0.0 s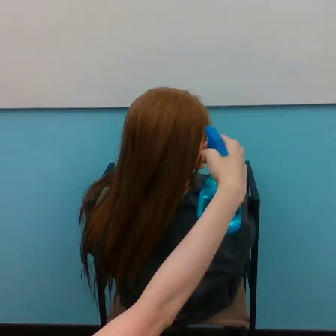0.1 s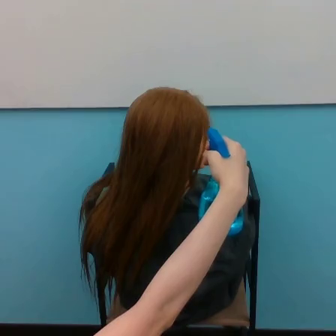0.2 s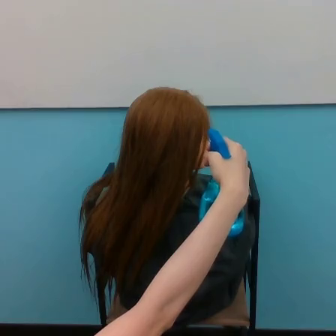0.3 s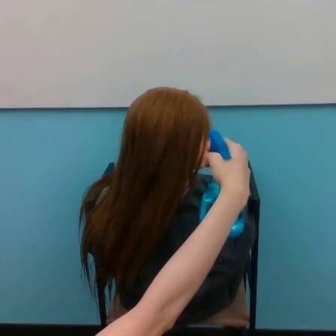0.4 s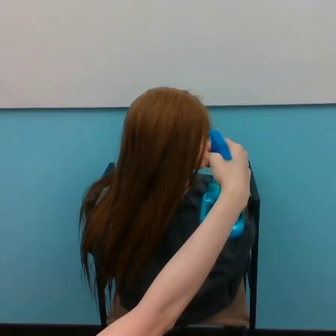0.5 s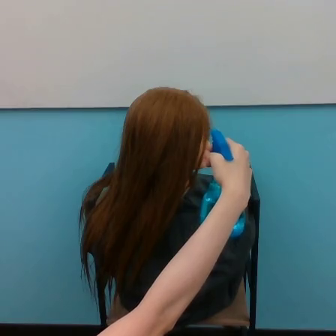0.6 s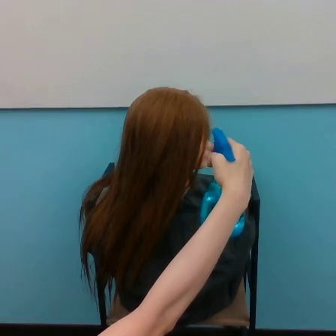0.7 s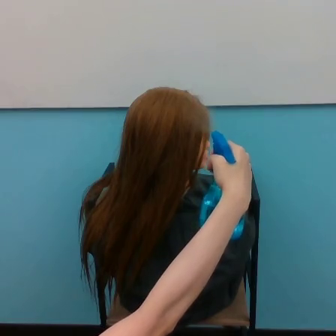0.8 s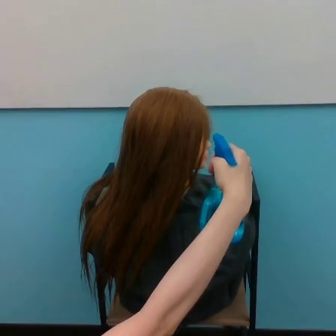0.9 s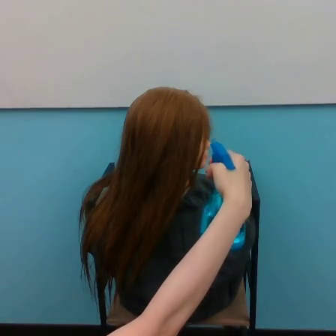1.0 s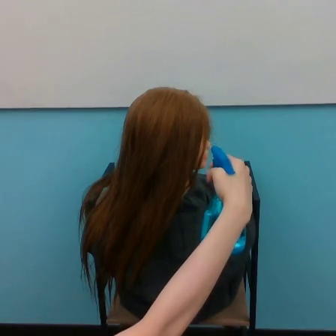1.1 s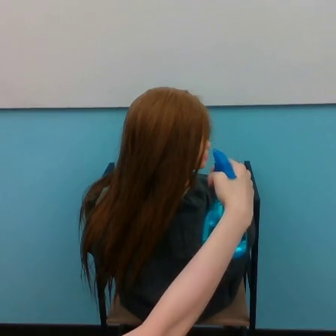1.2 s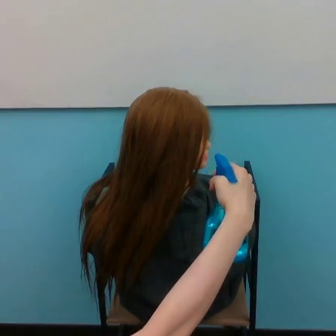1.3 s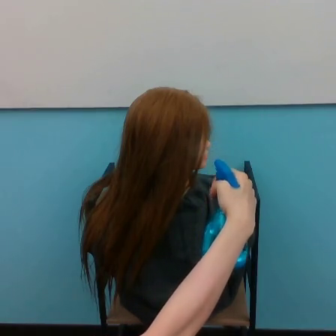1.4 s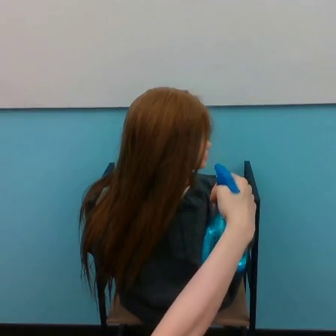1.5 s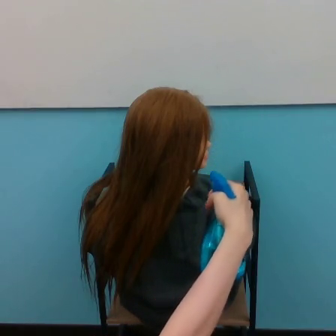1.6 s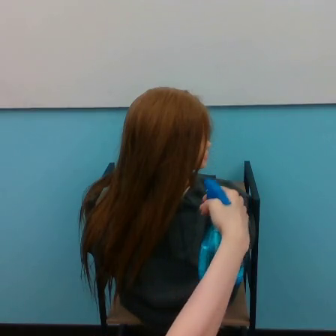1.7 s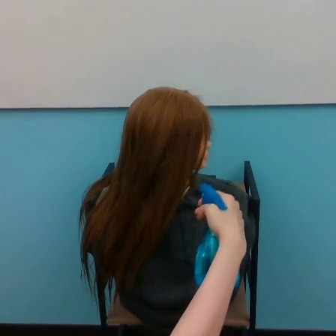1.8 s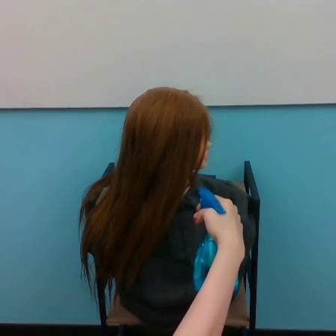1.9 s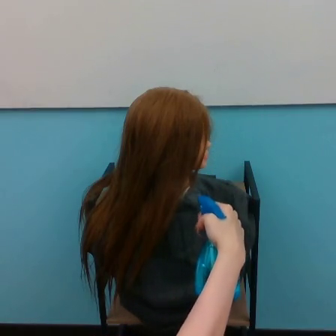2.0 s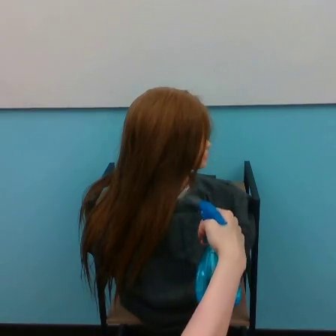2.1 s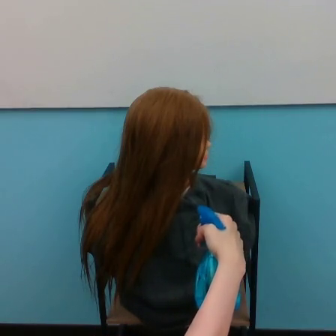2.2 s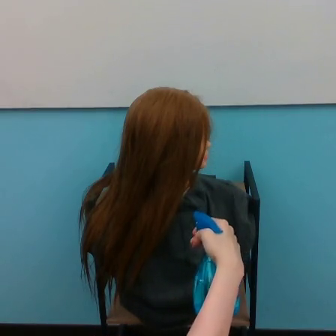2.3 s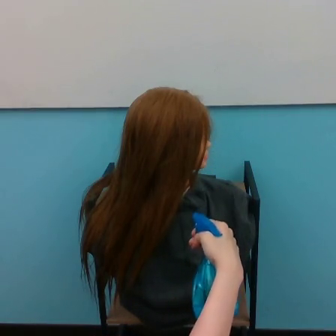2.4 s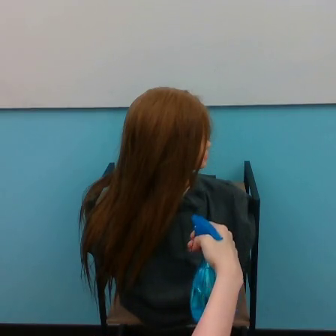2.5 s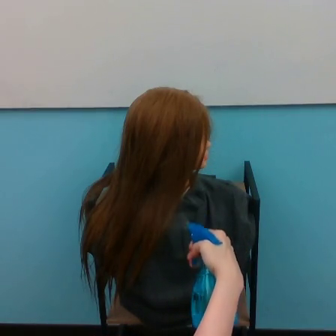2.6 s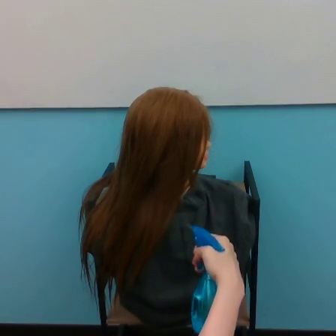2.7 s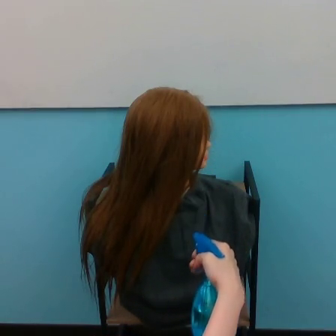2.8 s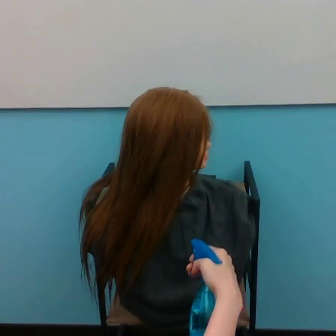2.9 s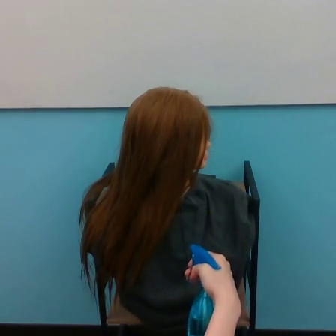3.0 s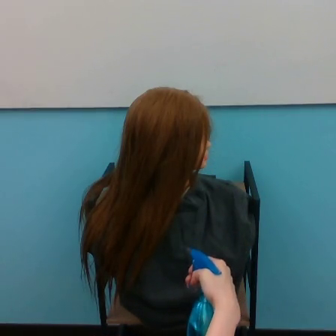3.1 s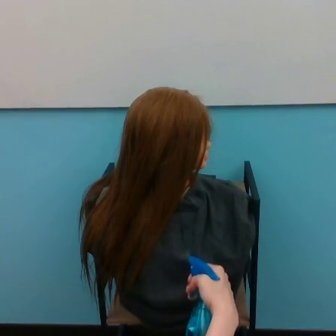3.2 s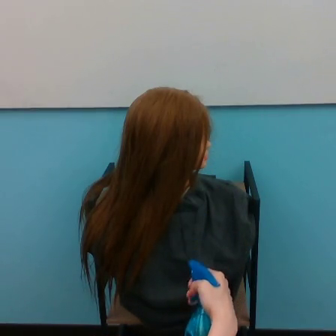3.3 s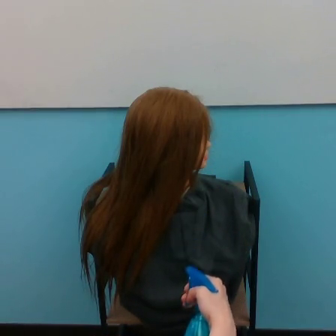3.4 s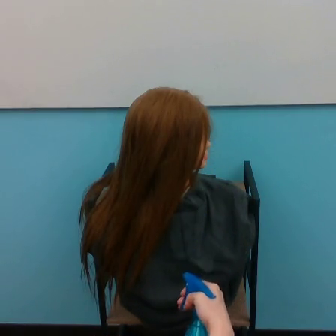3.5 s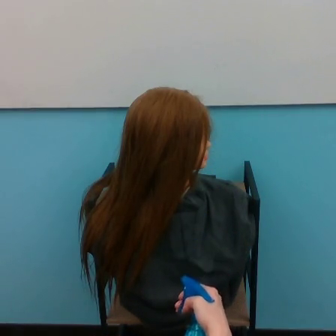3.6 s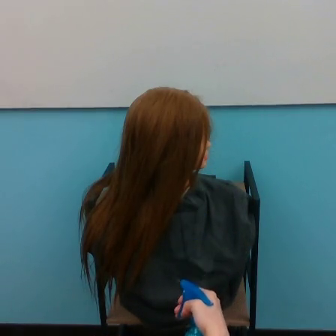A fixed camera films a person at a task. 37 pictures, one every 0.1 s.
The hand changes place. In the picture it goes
downward.
0.0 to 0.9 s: The hand goes downward.
0.9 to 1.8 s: The hand goes downward.
1.8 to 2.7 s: The hand goes downward.
2.7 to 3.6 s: The hand goes downward.
Task: spray water on hair.
Motion: move downward and to the left.
